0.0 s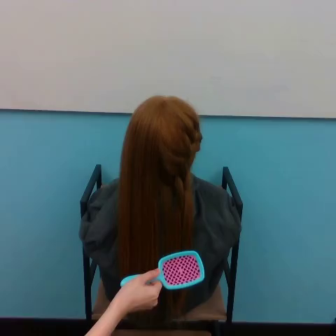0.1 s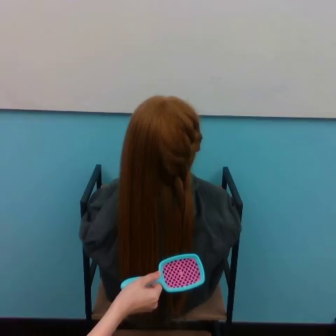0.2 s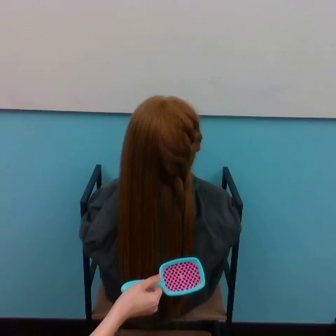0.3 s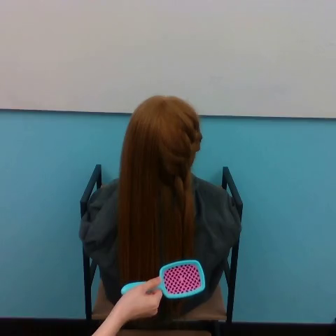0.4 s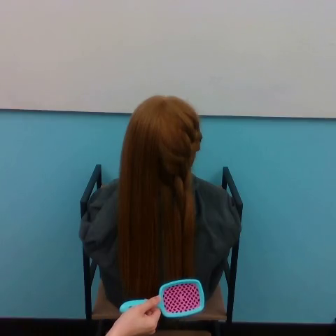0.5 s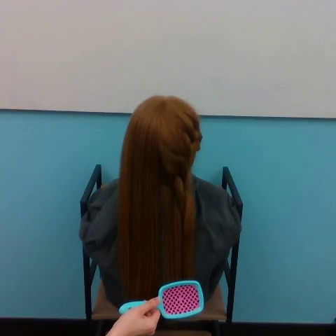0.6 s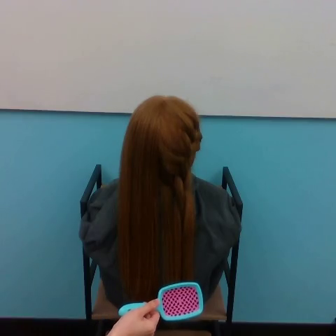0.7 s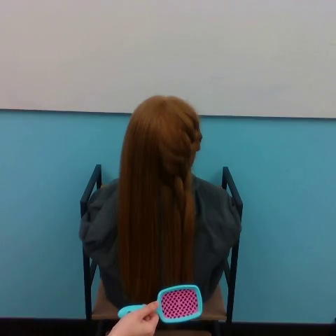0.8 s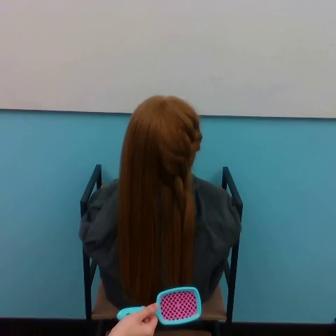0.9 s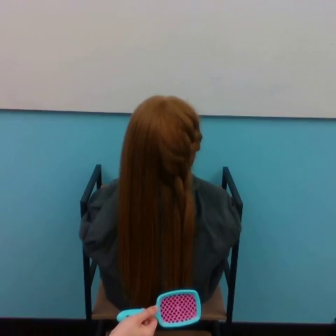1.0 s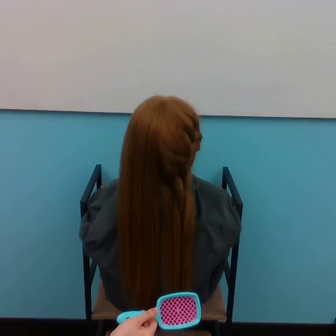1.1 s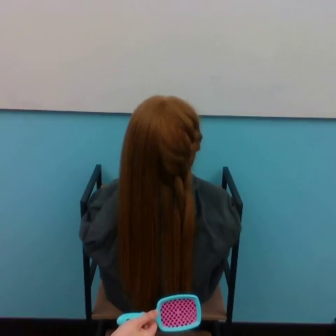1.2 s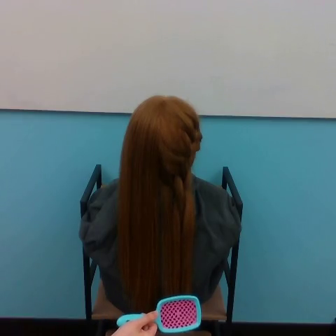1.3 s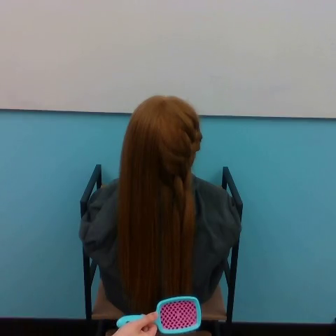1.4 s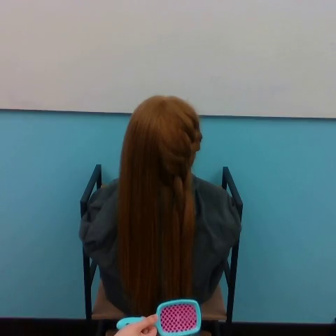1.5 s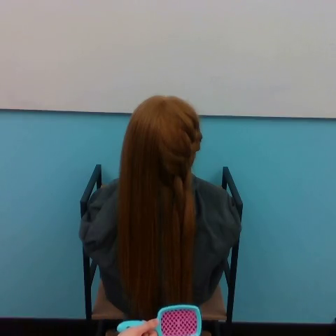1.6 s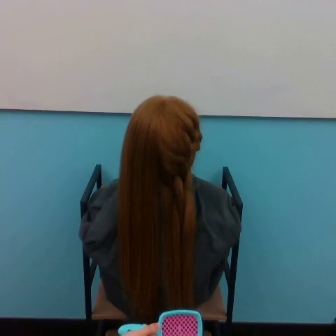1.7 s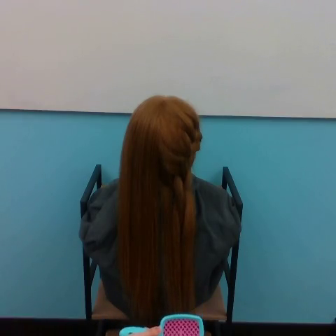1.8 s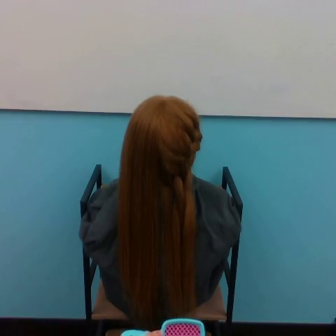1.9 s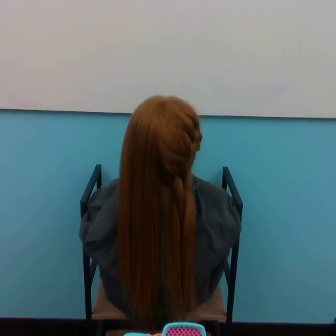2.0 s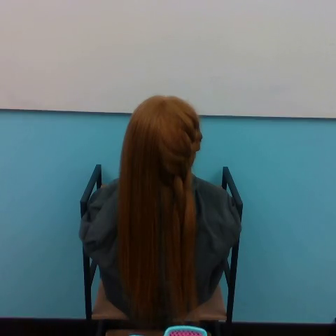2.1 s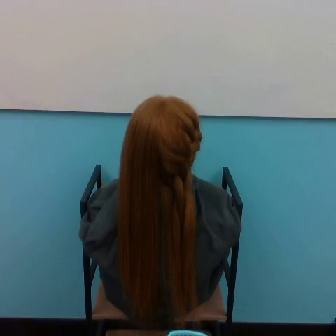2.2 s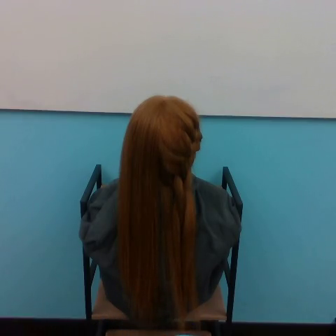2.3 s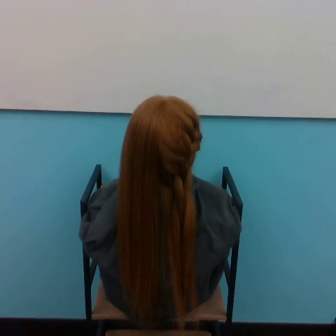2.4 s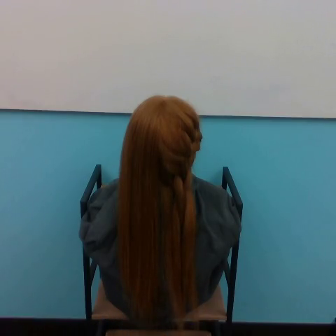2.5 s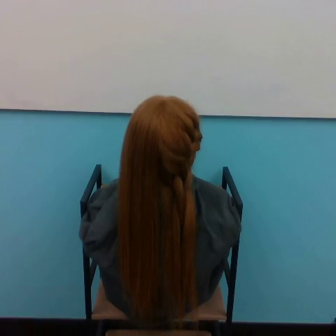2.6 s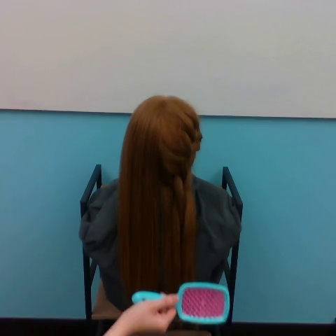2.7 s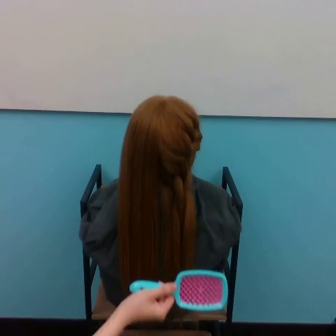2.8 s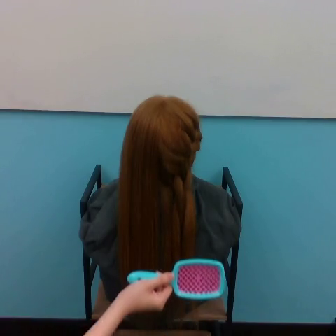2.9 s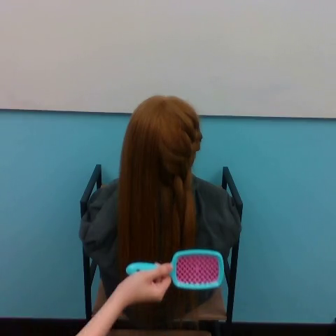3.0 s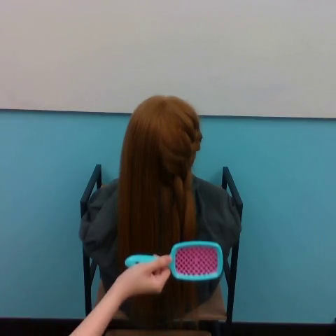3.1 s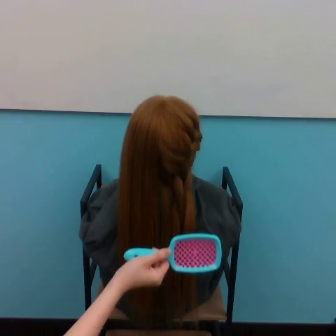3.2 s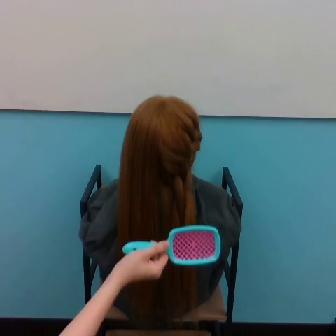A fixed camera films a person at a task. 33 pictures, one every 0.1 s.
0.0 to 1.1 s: The hand goes downward.
1.1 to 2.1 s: The hand moves only a little.
2.1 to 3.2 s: The hand goes upward.
Task: brush hair.
